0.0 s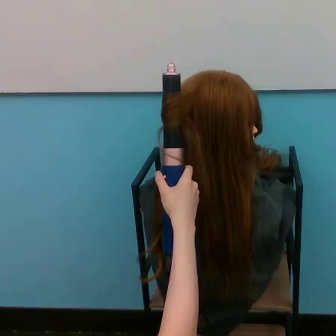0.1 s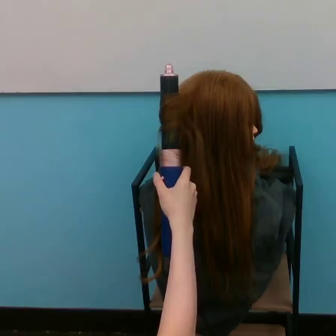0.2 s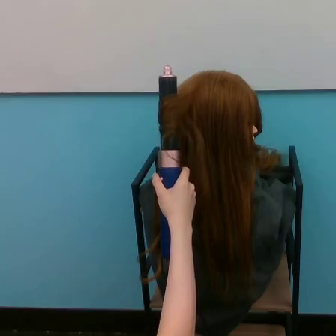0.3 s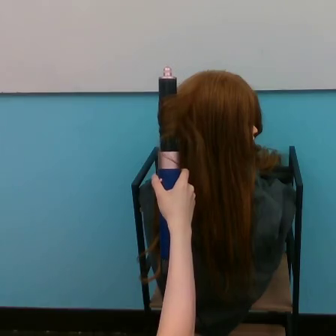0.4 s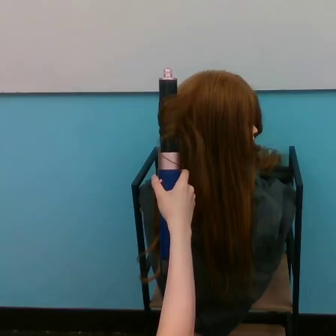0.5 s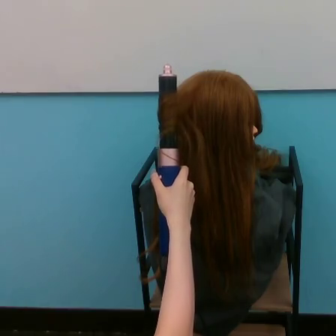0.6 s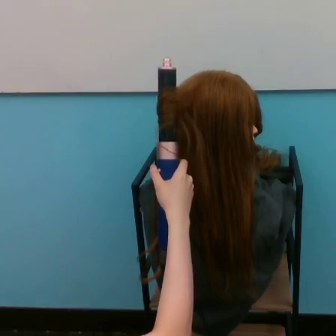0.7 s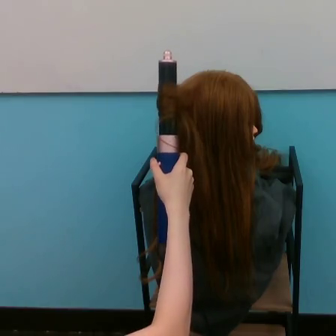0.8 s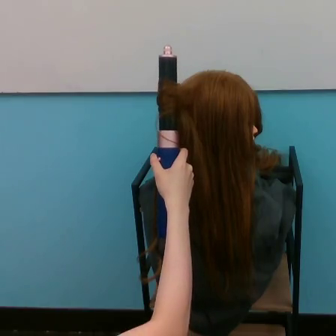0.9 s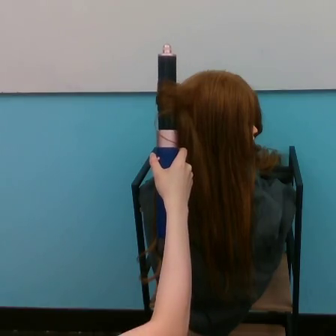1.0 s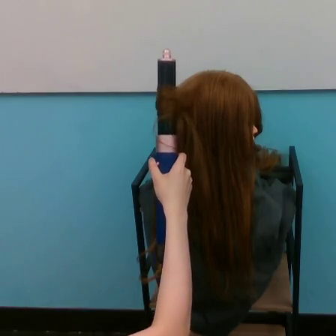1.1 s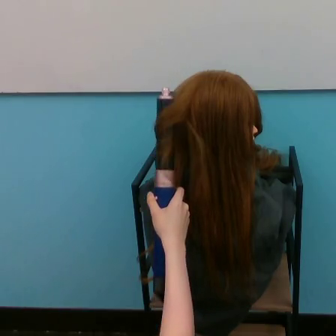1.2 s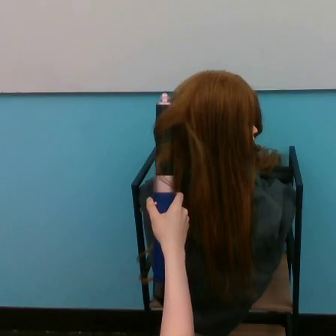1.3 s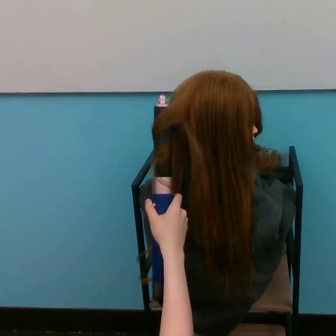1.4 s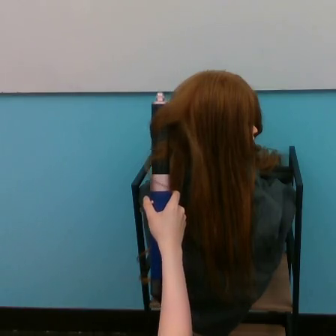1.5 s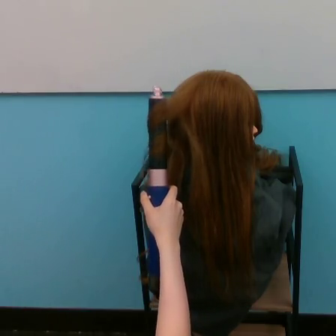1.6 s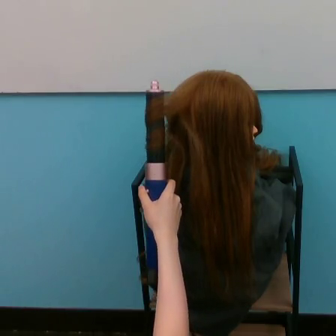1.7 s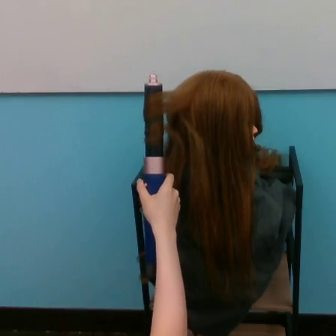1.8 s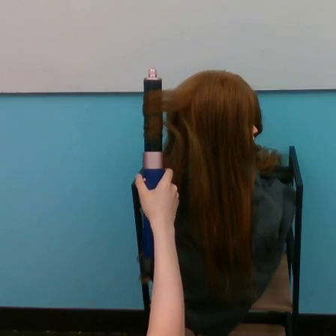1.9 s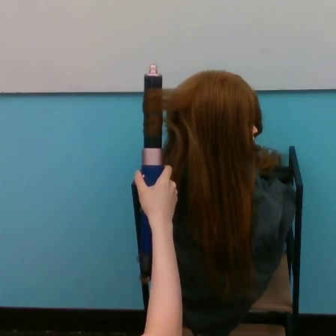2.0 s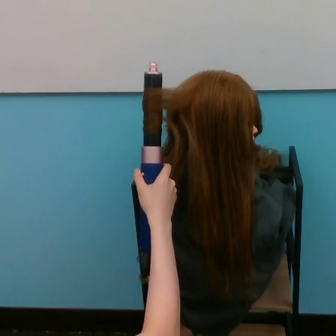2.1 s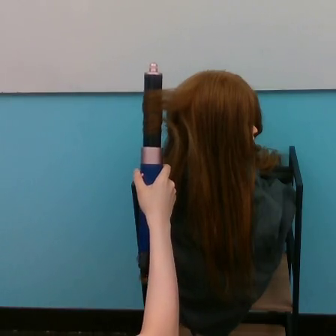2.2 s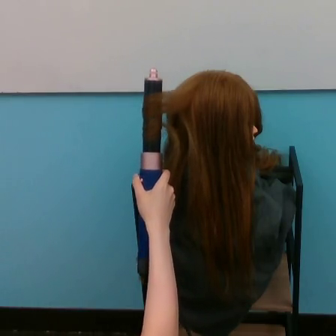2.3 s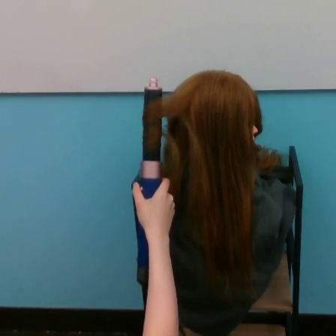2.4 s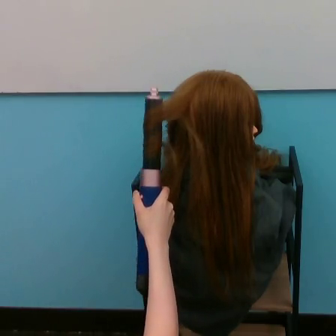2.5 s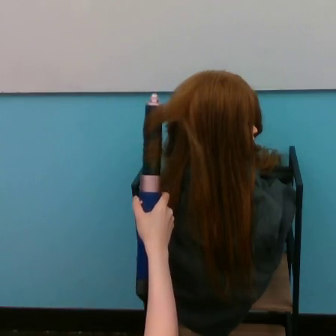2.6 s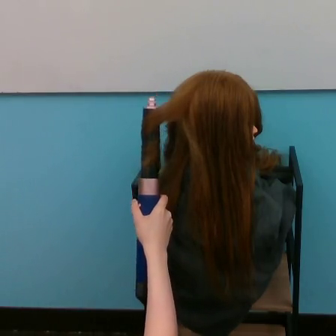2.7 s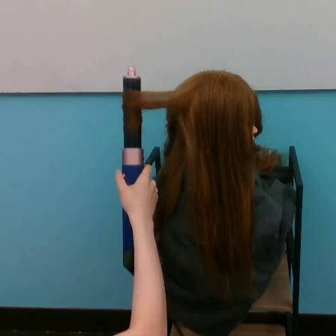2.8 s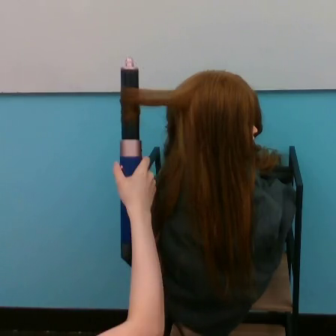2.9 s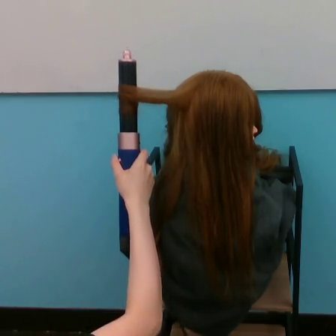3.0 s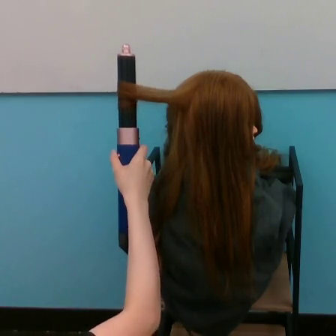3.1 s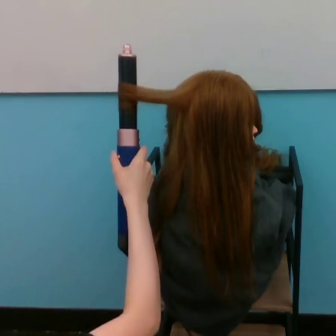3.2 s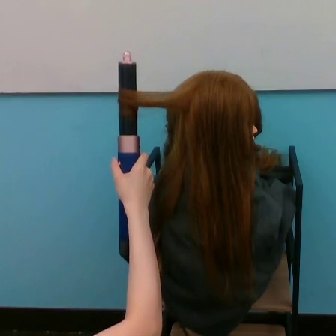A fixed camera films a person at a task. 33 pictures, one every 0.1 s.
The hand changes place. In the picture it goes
to the left.
0.0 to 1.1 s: The hand goes downward.
1.1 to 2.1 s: The hand goes upward.
2.1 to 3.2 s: The hand goes to the left and upward.
Task: curl hair.
